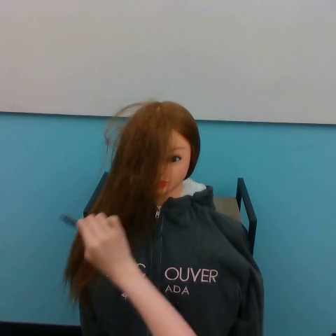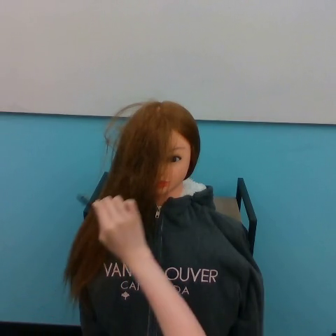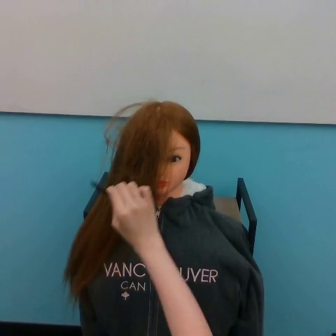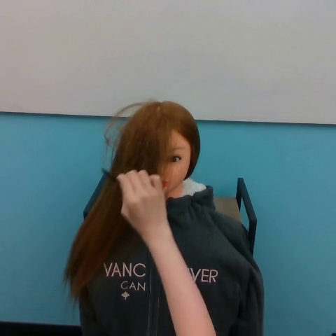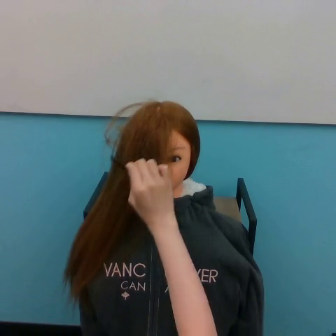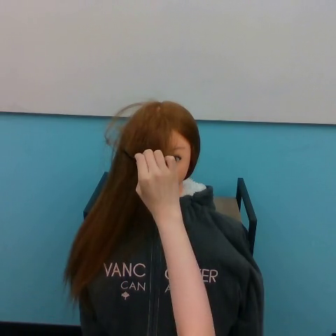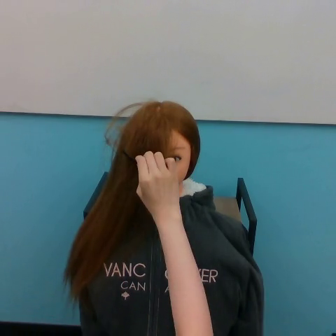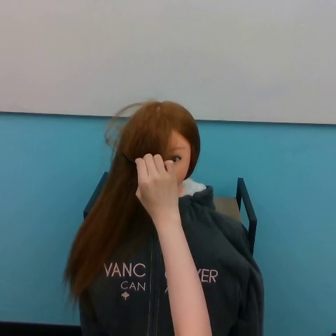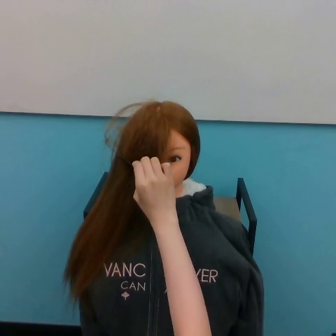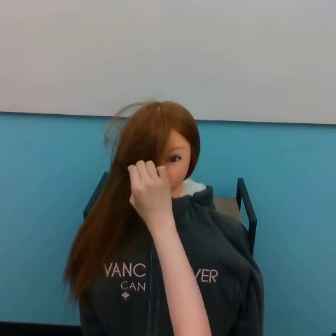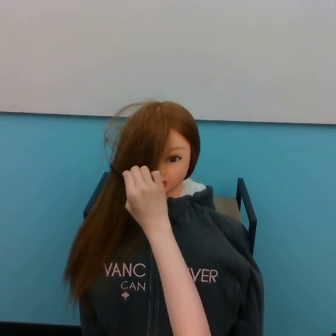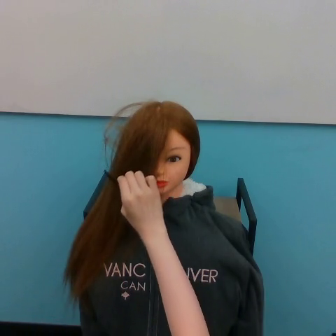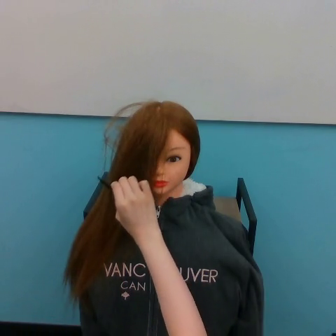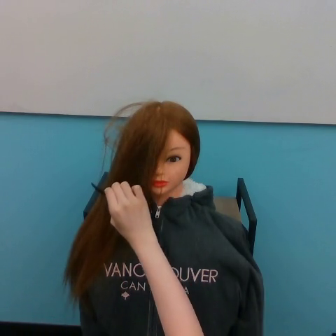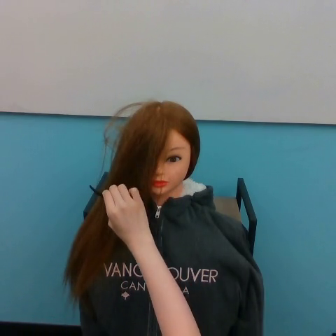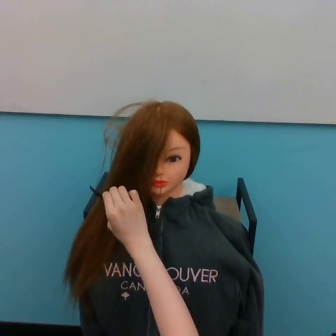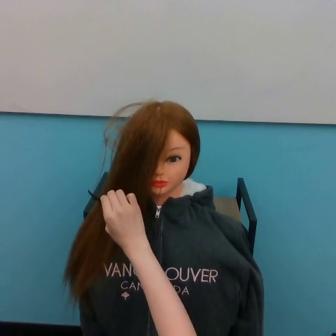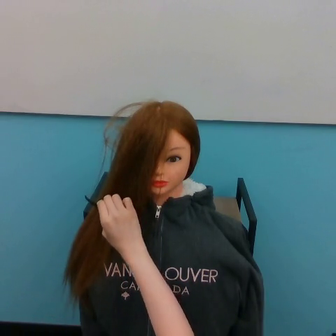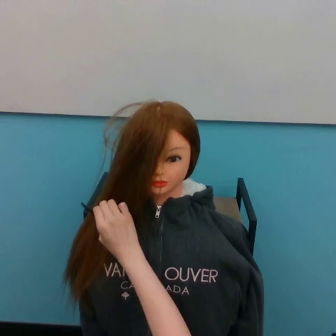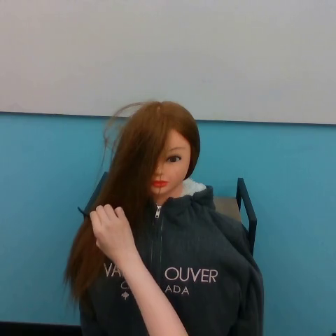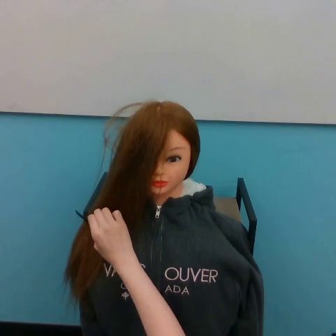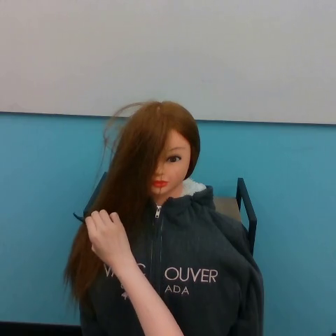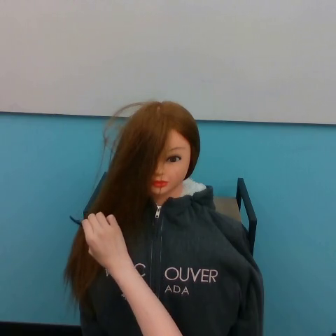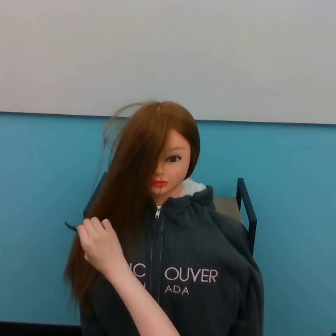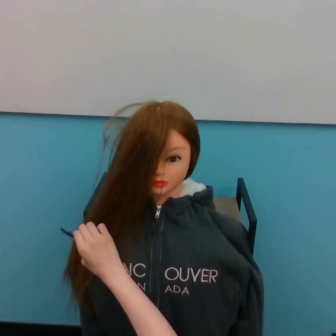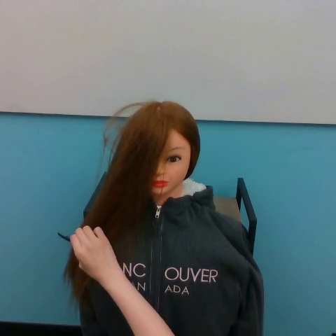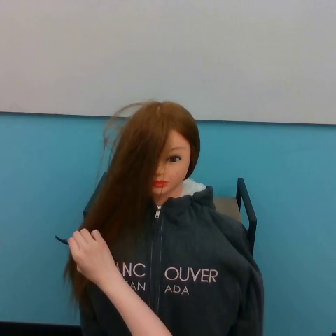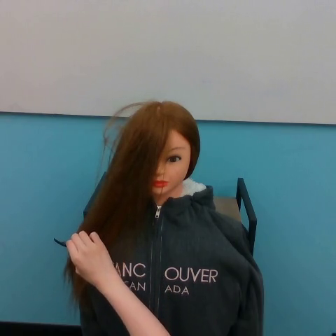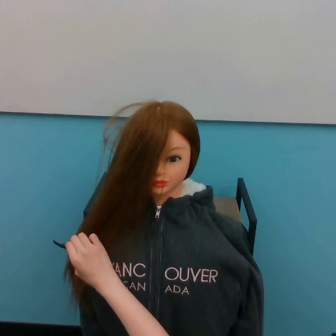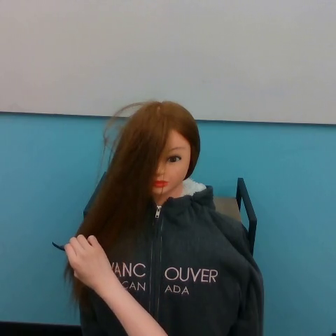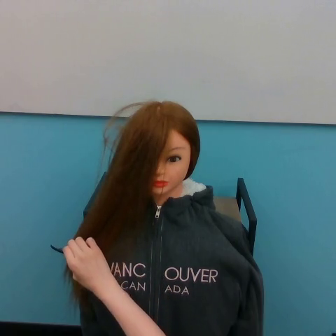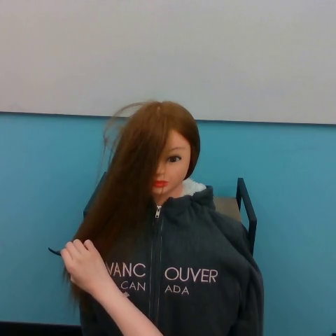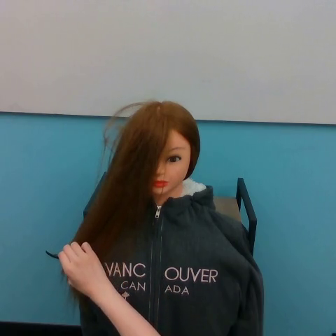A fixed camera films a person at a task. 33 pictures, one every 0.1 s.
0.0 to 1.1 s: The hand goes upward and to the right, then downward and to the left.
1.1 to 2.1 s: The hand goes downward and to the left.
2.1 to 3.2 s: The hand goes downward and to the left.
Task: brush hair.
